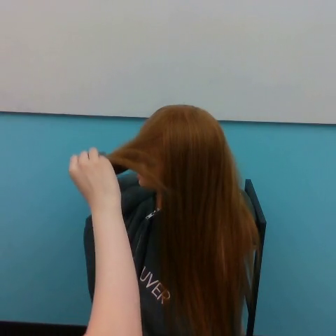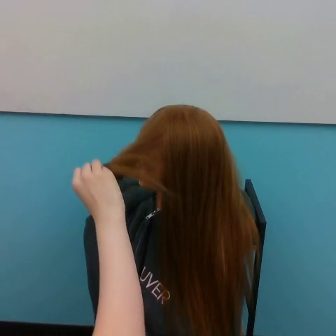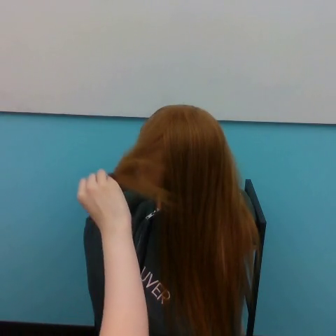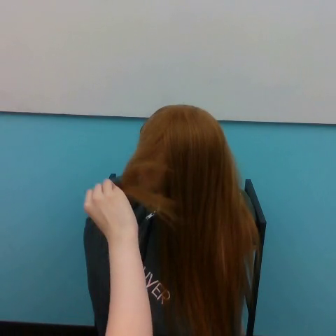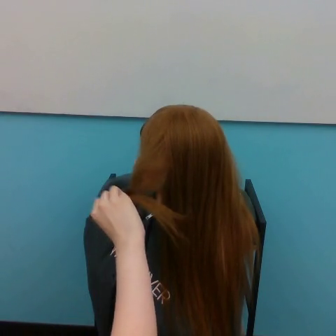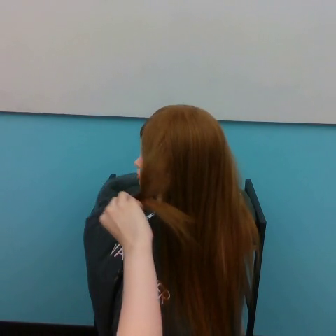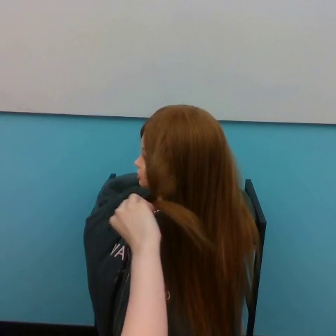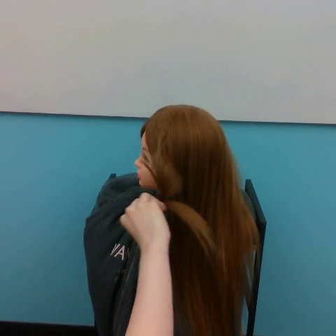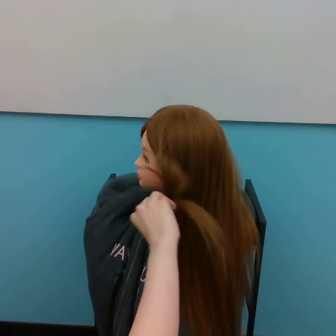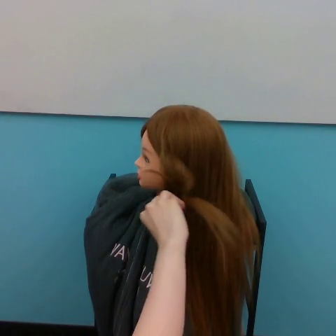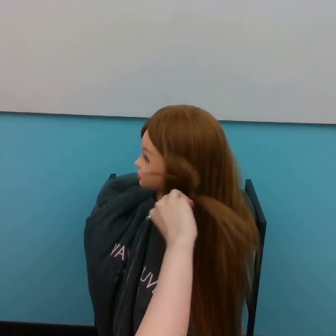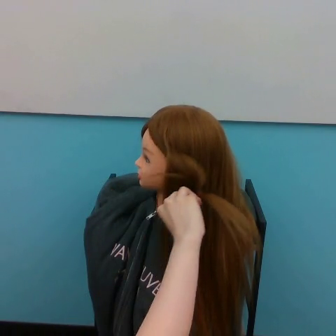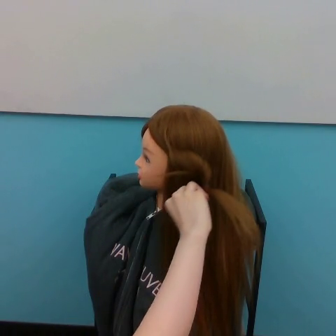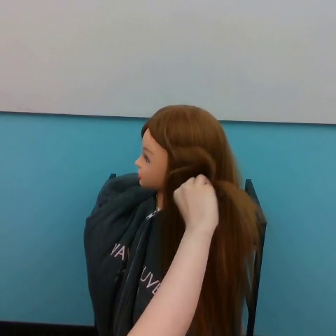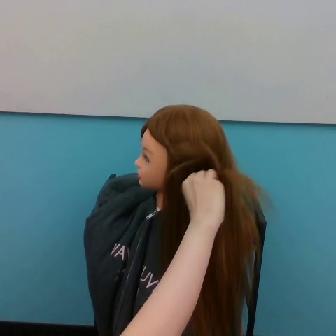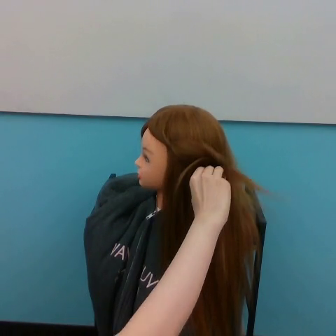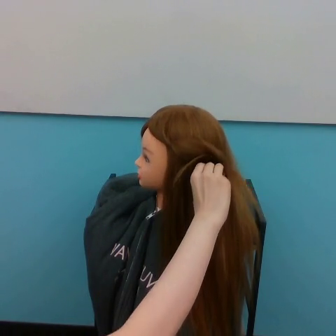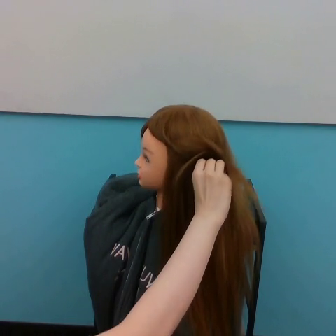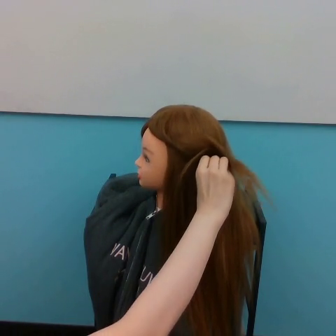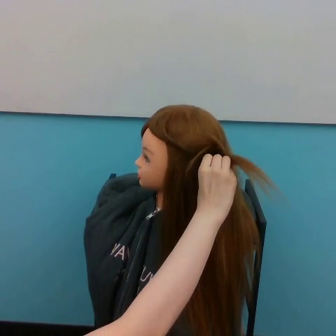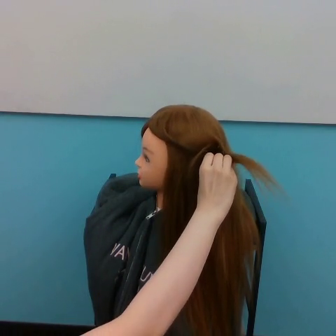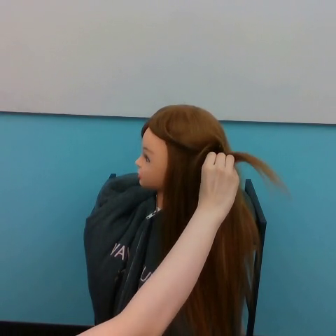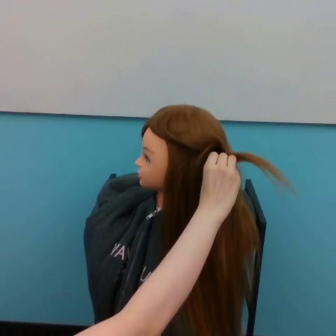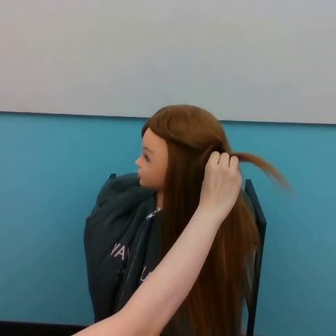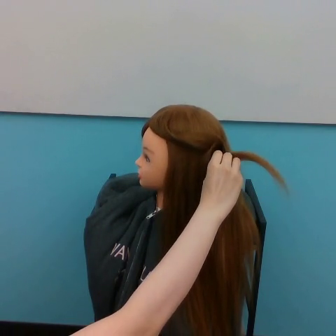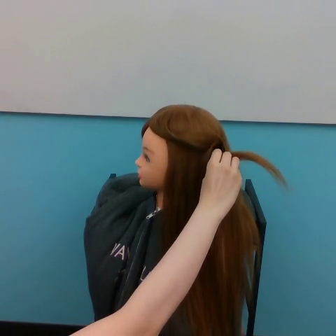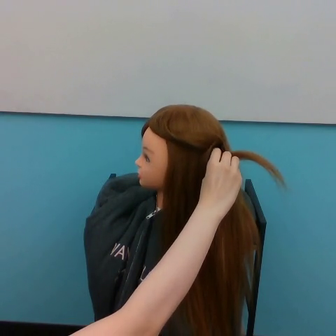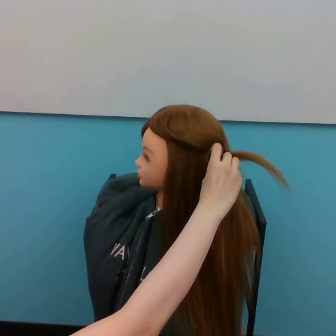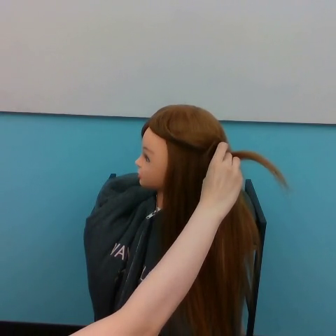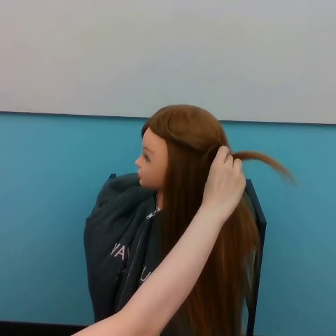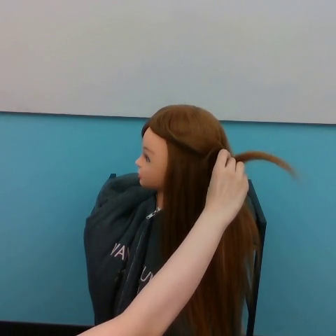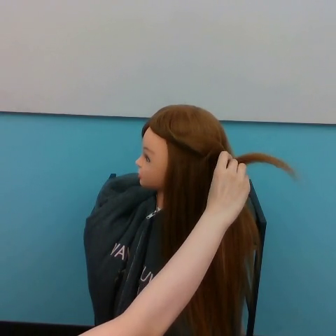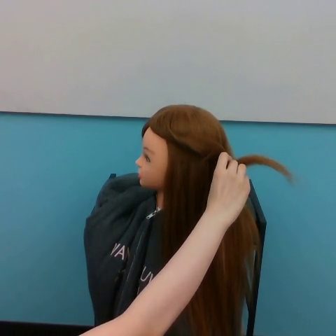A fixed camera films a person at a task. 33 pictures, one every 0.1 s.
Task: tidy side hair.
0.0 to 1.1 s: The hand goes to the right and downward, on a counterclockwise arc.
1.1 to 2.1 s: The hand goes to the right and upward.
2.1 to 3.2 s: The hand moves only a little.
